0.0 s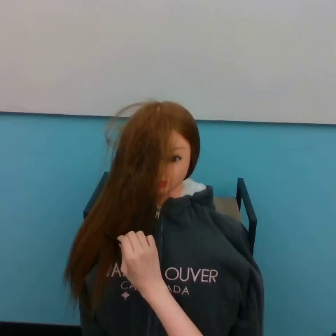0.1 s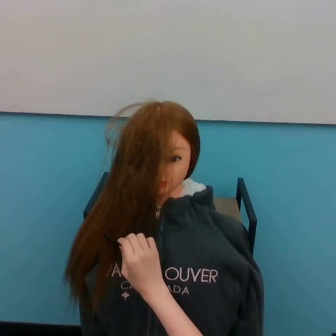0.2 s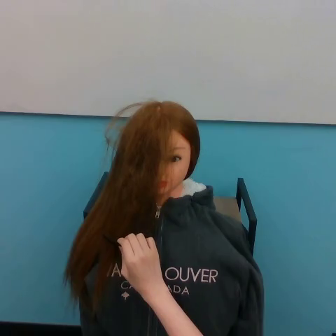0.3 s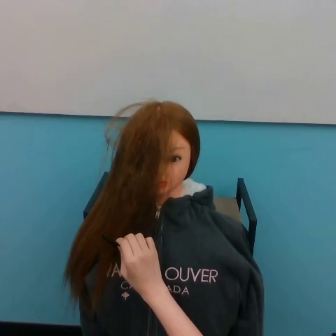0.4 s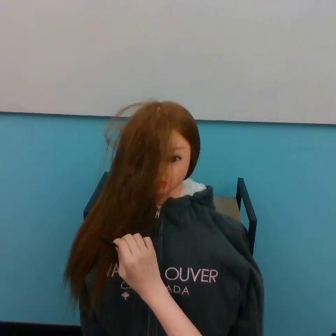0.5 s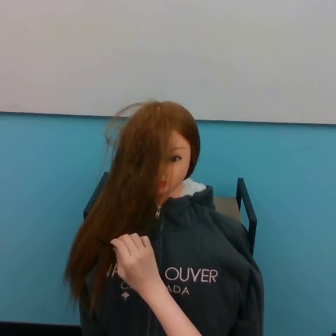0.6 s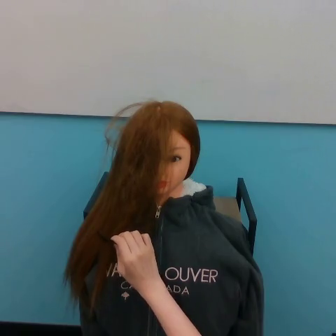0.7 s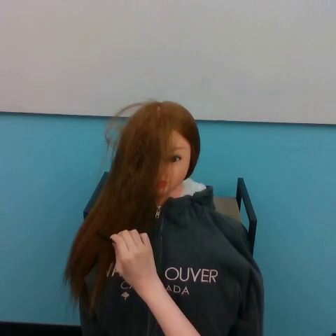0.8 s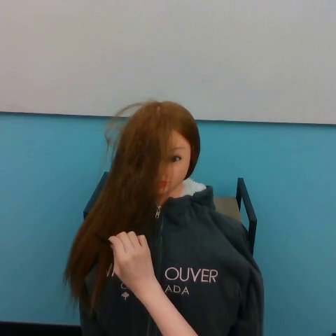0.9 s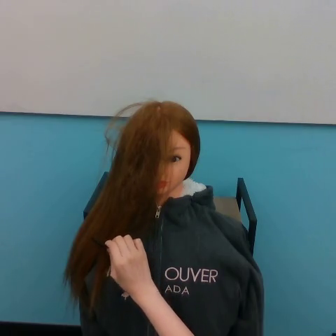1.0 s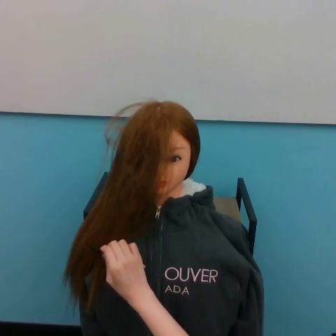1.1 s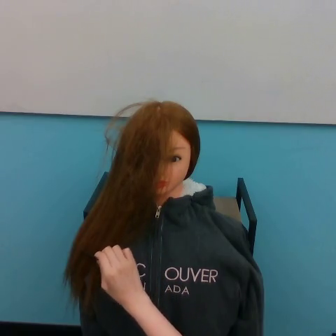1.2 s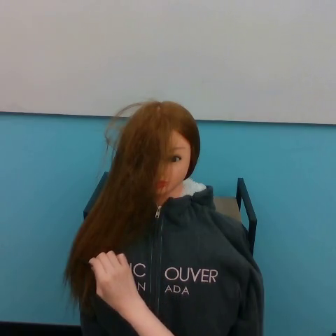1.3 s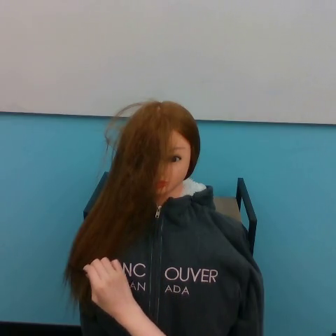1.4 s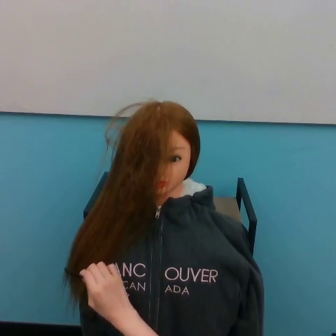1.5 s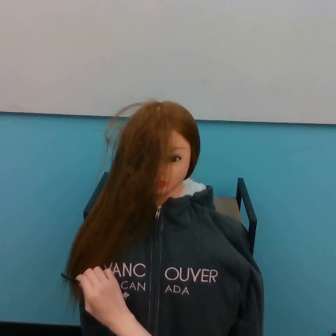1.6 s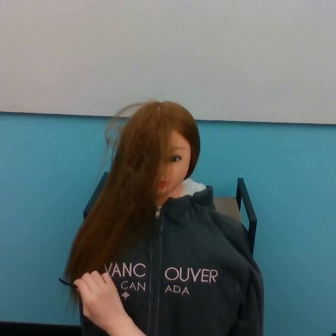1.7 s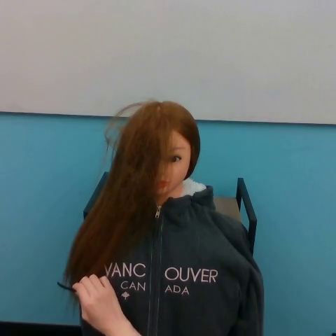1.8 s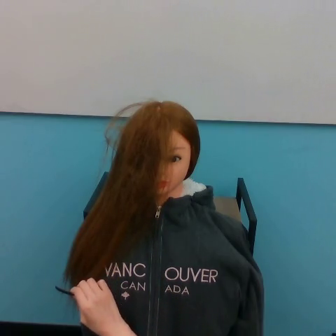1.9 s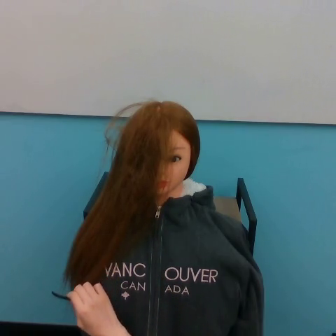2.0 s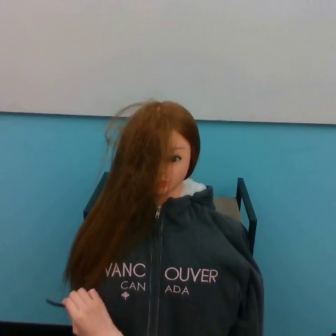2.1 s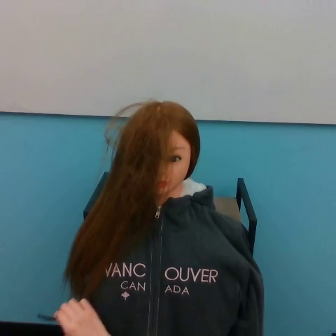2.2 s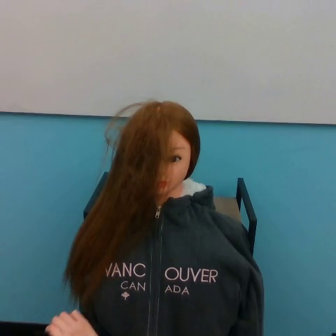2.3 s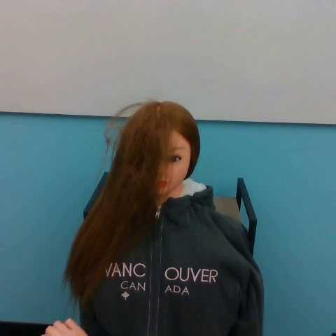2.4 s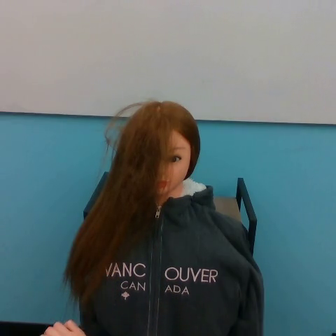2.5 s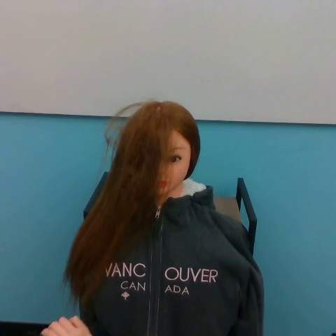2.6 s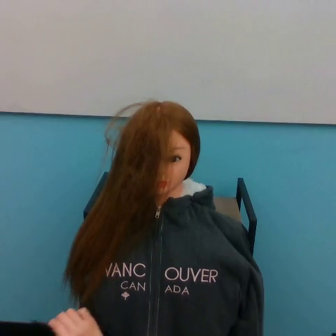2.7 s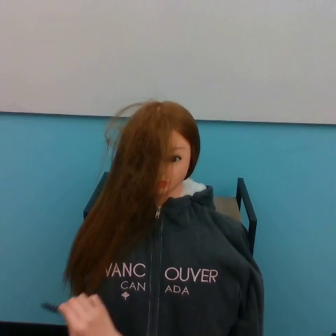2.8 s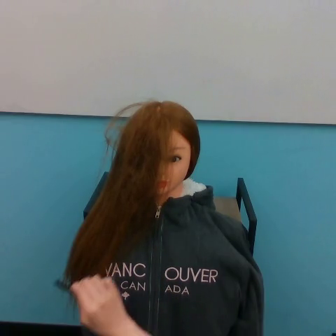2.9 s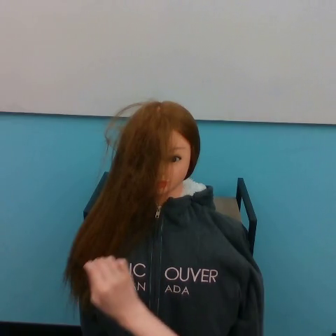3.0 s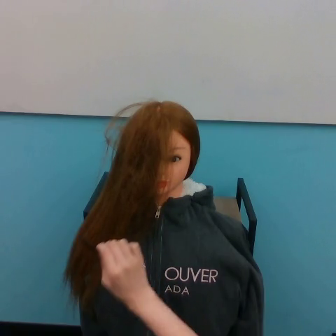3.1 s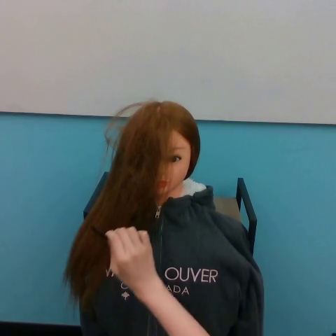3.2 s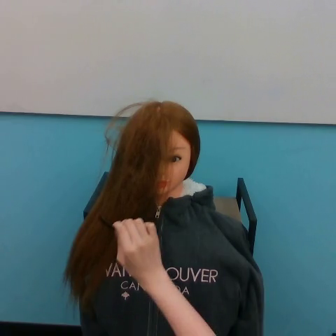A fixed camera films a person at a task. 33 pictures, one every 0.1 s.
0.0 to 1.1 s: The hand goes to the left and downward.
1.1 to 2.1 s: The hand goes downward and to the left.
2.1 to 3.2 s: The hand goes upward and to the right.
Task: brush hair.
